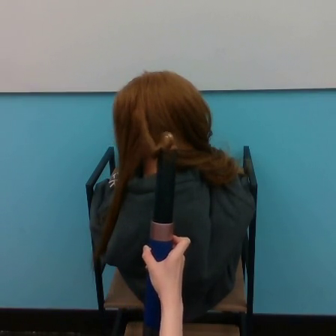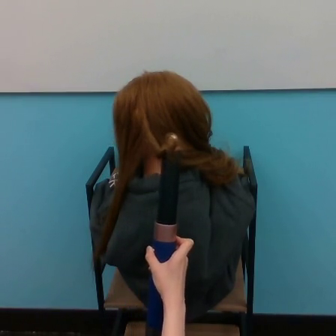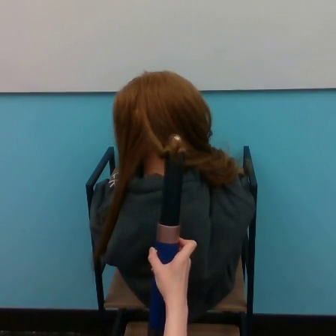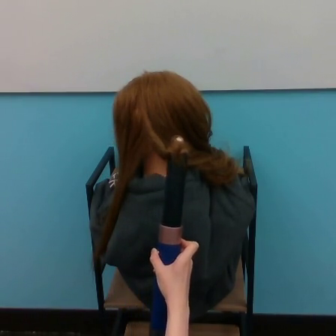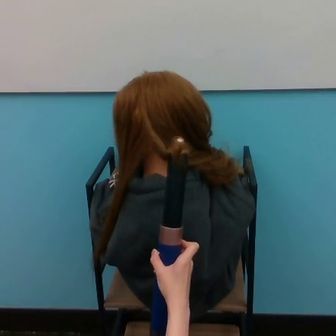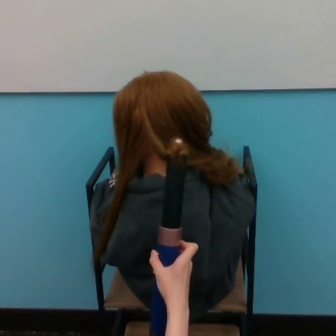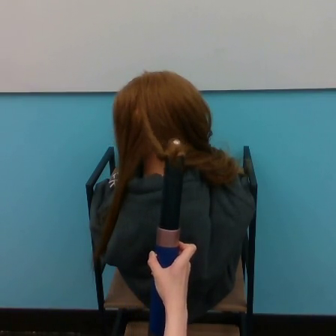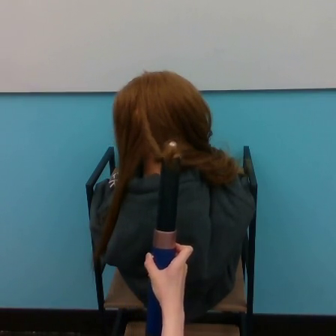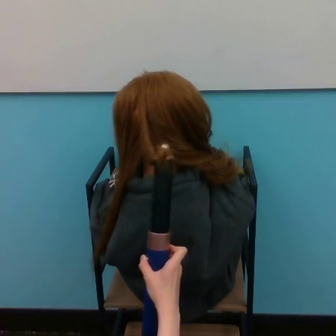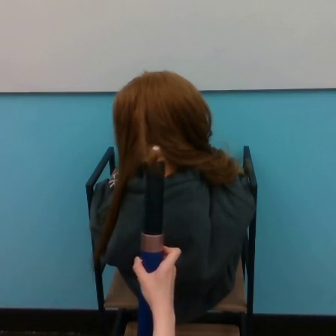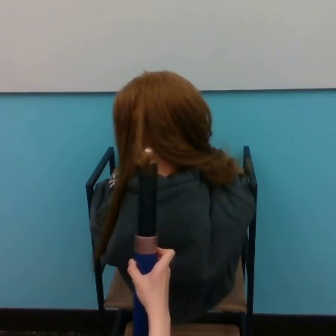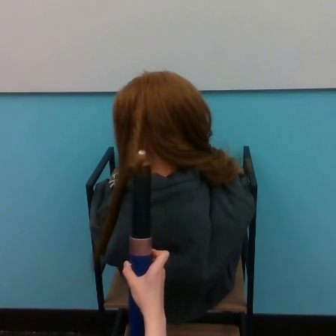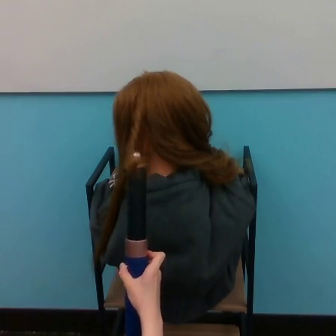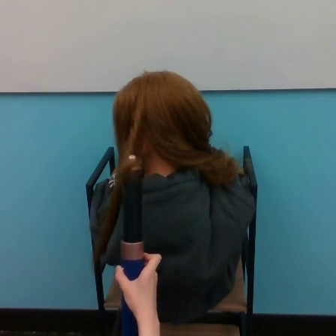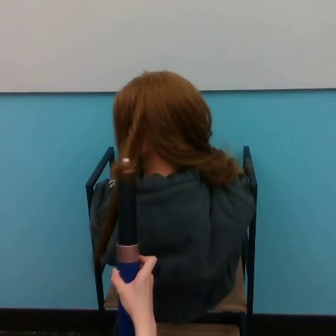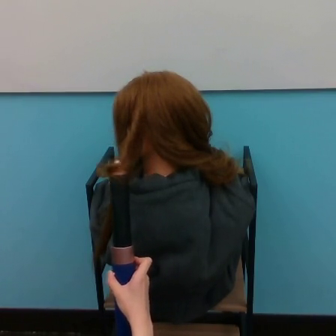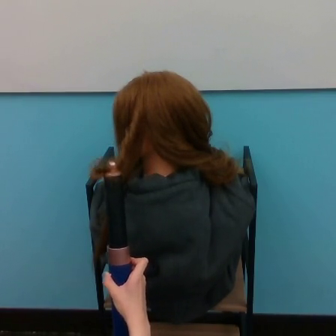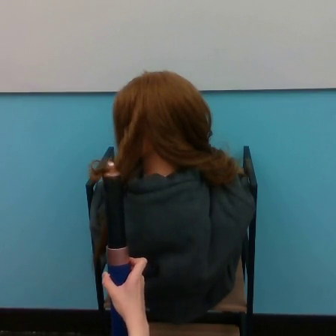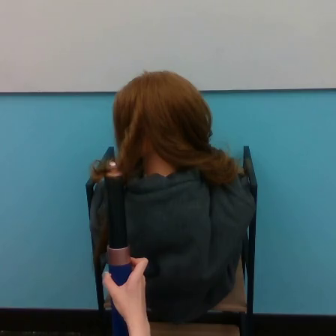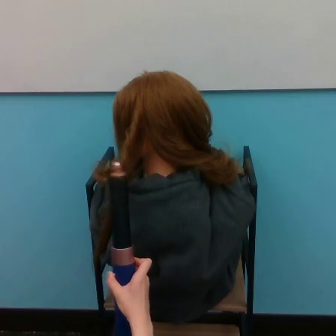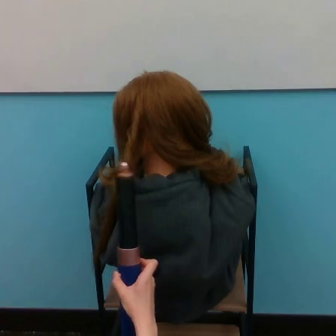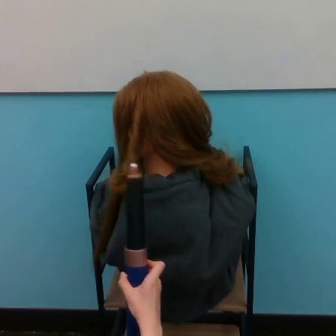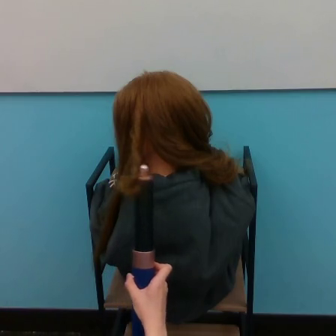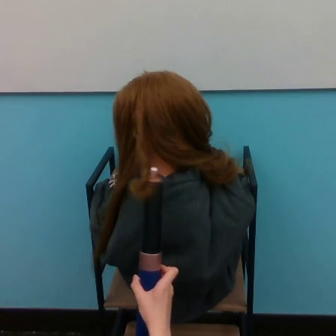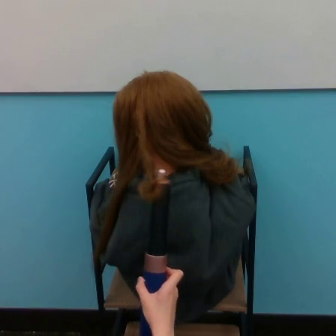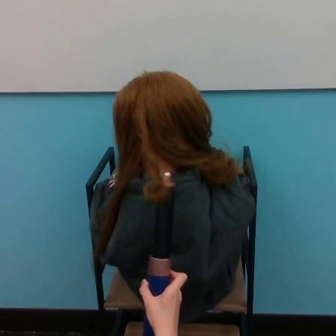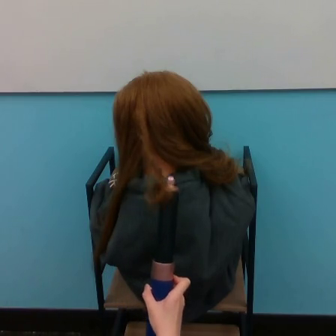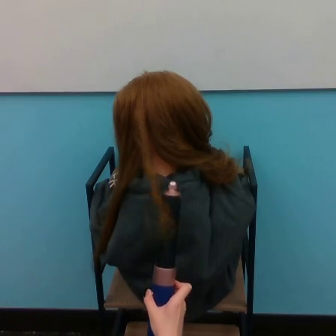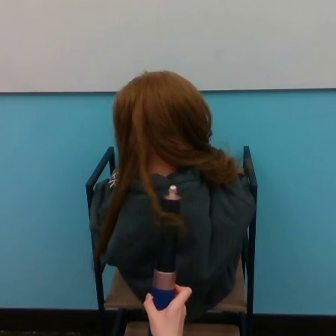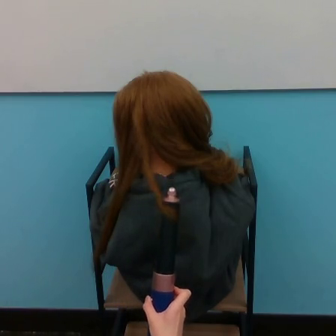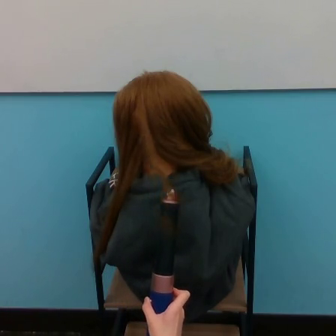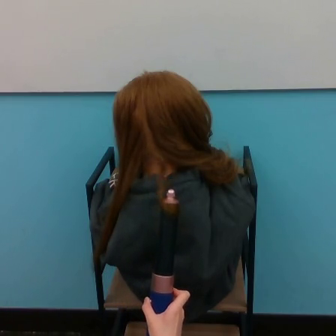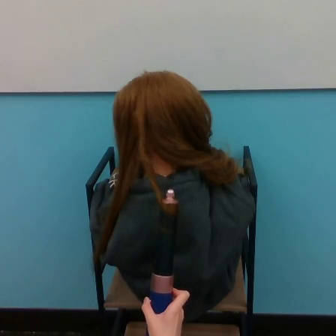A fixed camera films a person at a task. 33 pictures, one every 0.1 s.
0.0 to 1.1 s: The hand goes to the left and downward, on a clockwise arc.
1.1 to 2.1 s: The hand goes to the left, then to the right.
2.1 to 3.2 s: The hand goes to the right and downward.
Task: curl hair.
